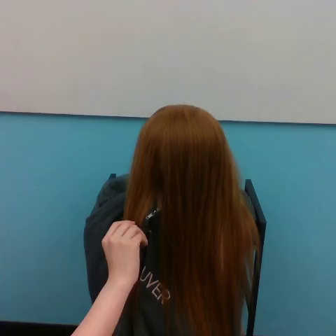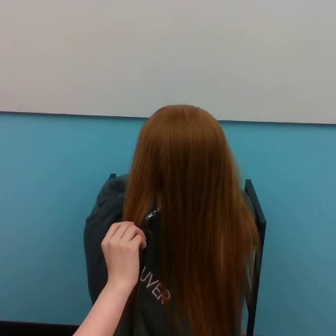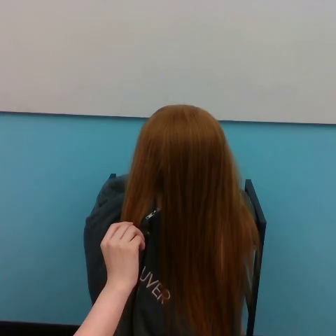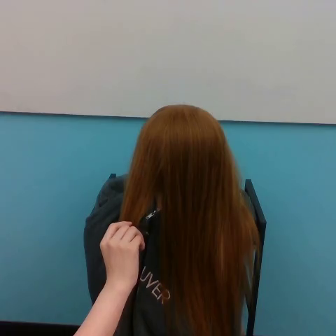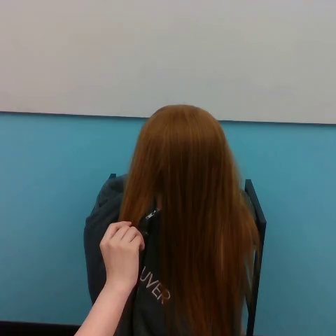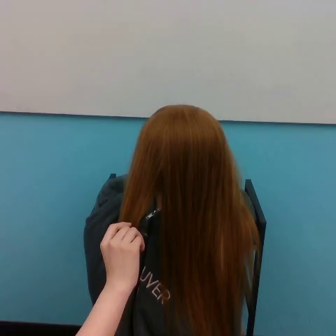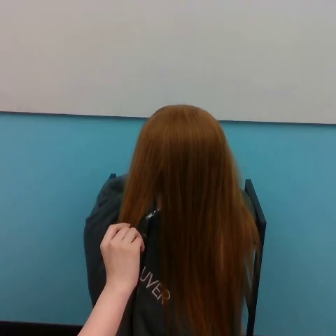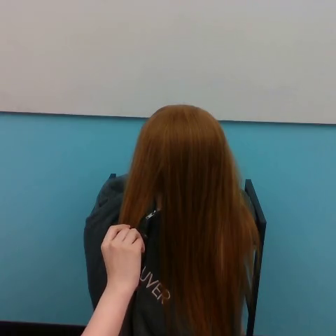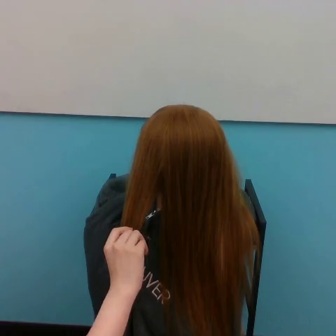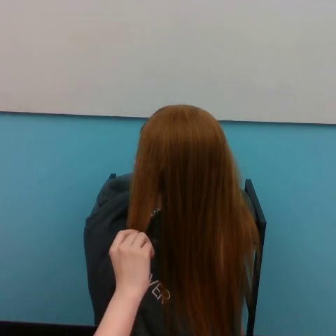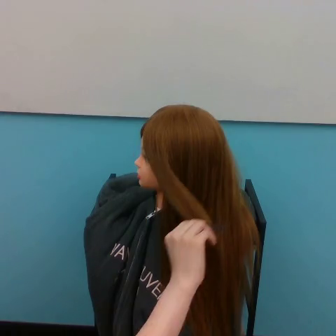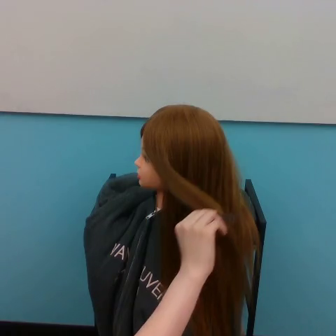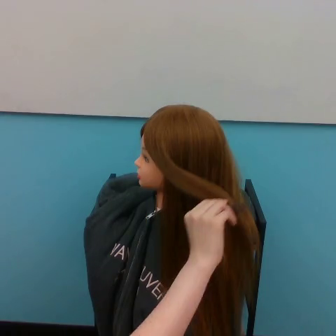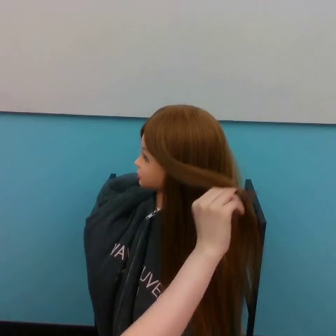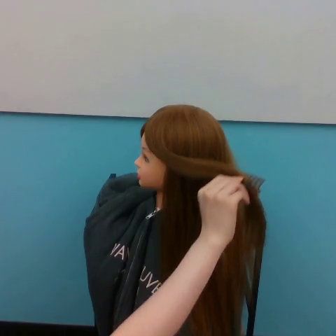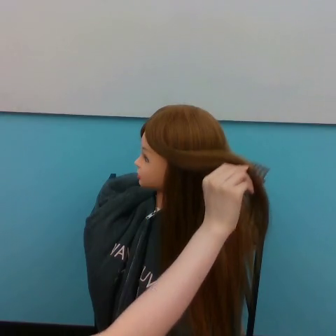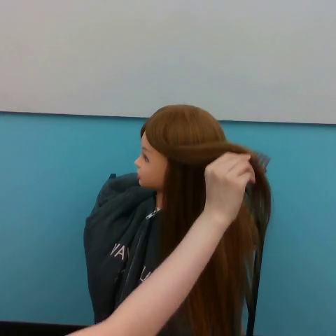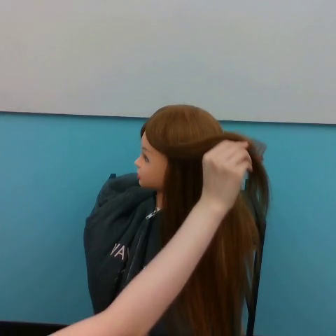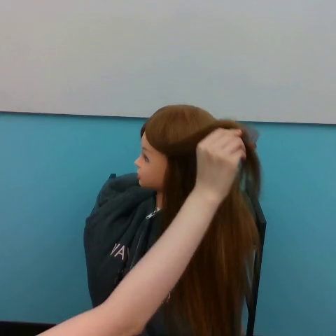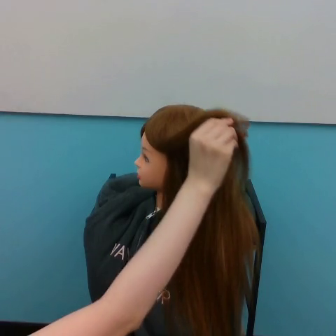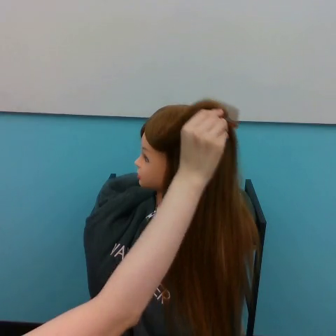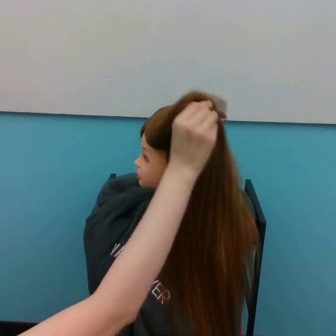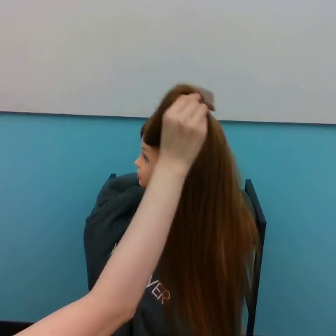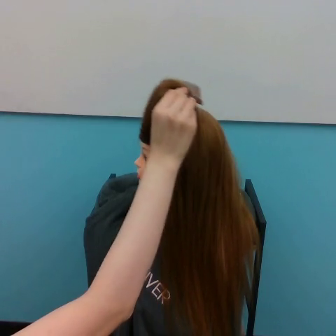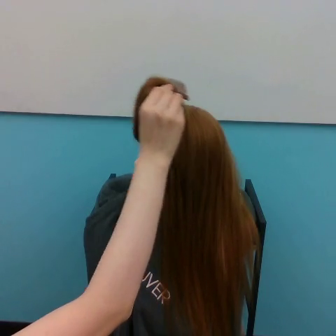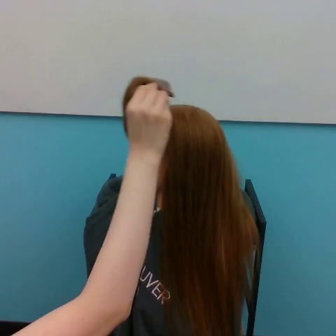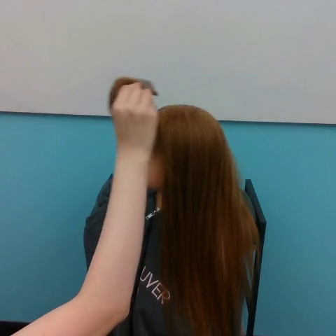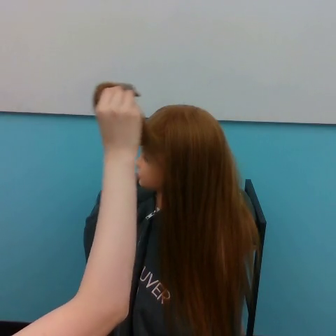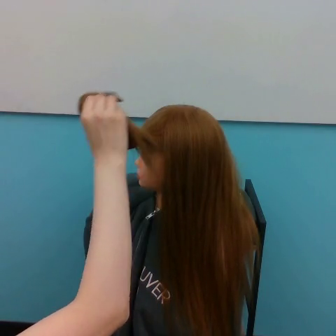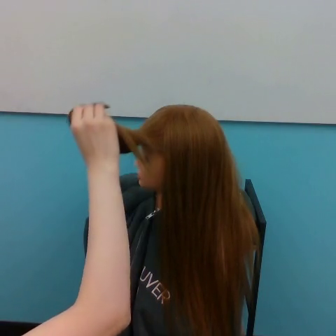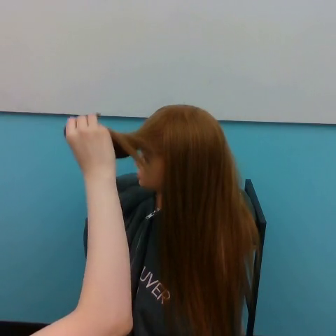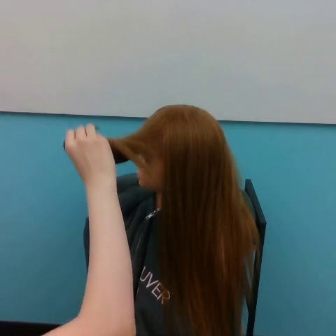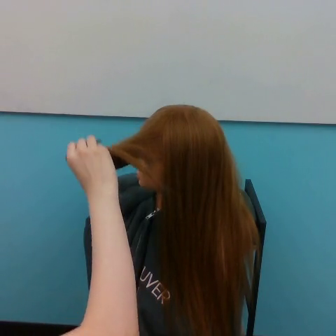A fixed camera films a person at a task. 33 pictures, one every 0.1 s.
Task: tidy side hair.
0.0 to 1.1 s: The hand goes to the right.
1.1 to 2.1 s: The hand goes upward, on a counterclockwise arc.
2.1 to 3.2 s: The hand goes to the left, on a counterclockwise arc.
In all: It circles counterclockwise, turning through about 270 degrees.
